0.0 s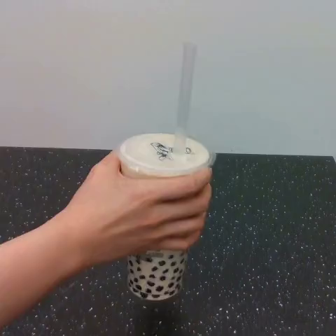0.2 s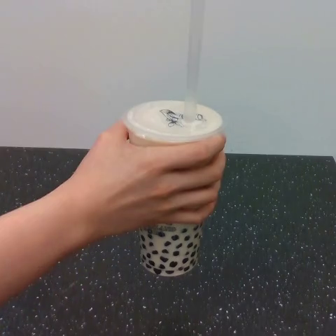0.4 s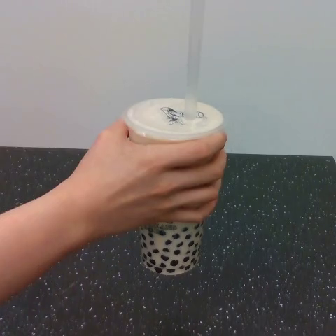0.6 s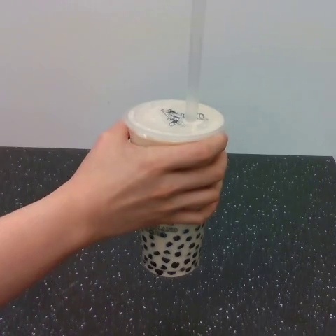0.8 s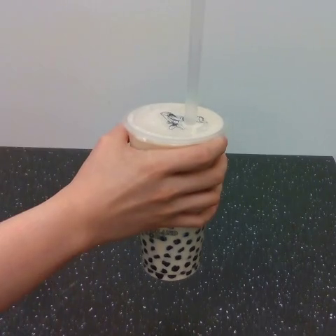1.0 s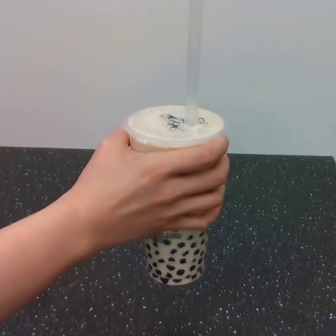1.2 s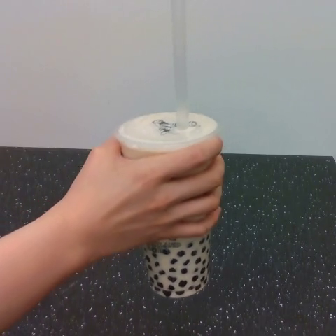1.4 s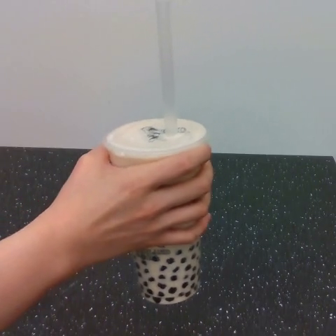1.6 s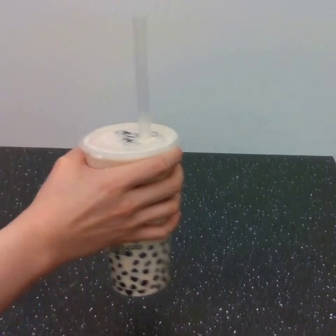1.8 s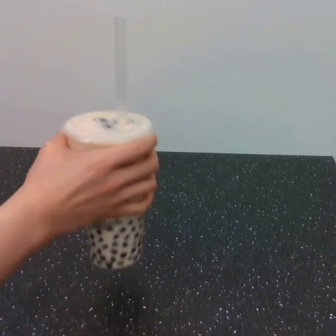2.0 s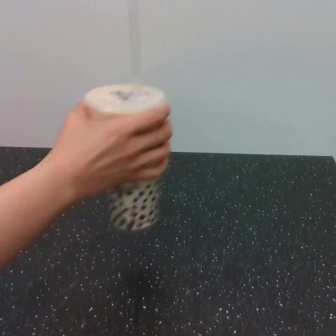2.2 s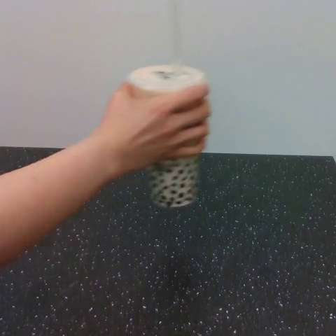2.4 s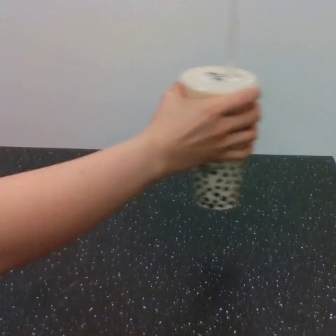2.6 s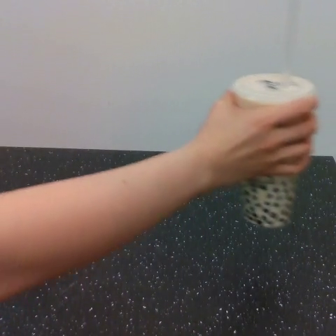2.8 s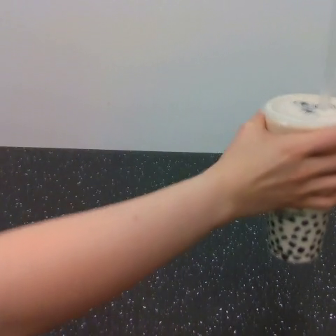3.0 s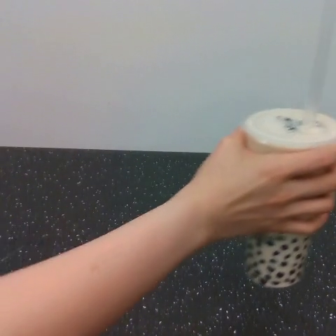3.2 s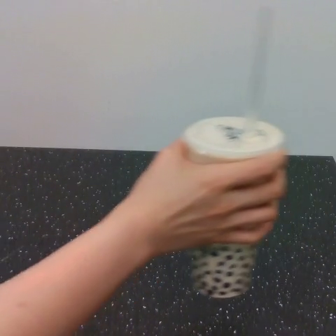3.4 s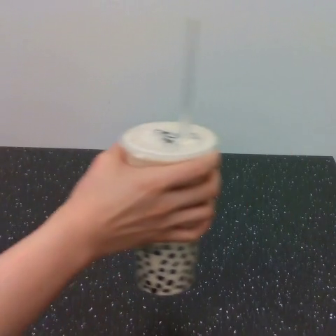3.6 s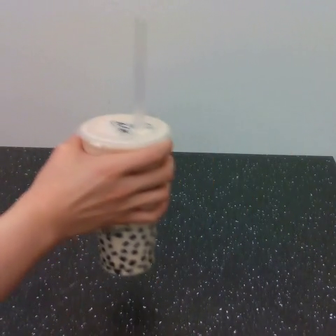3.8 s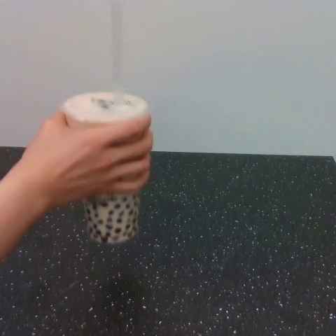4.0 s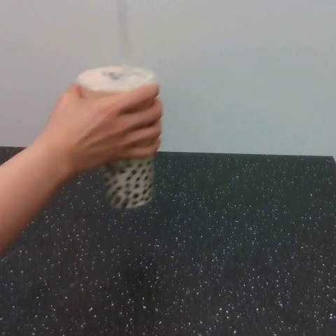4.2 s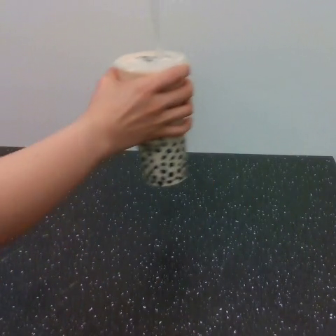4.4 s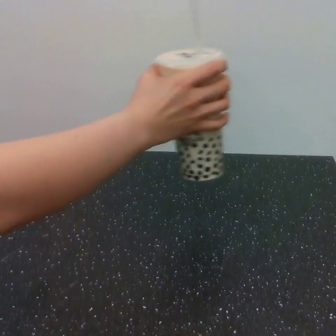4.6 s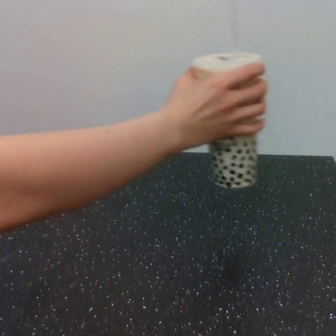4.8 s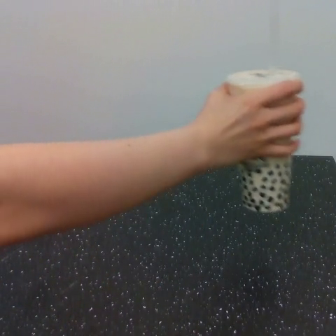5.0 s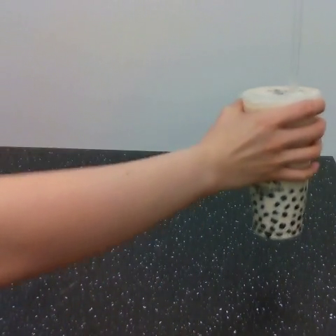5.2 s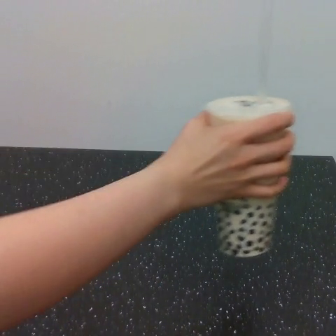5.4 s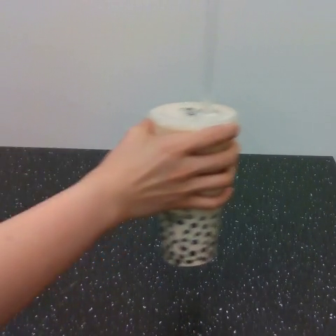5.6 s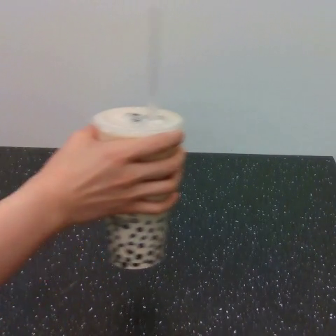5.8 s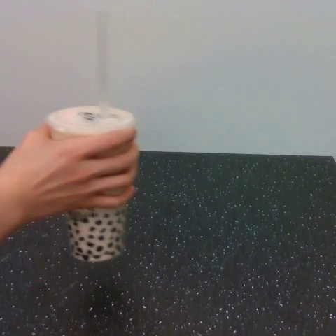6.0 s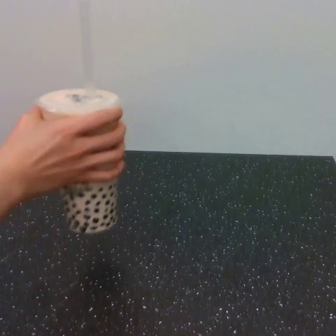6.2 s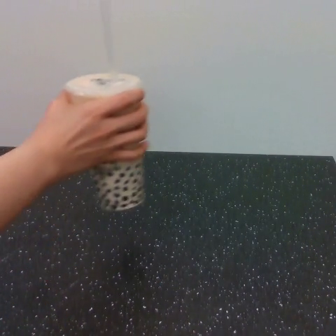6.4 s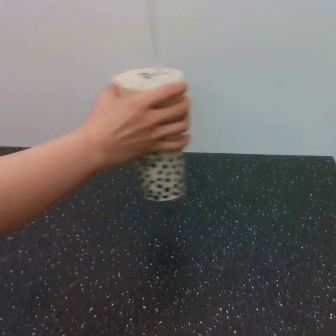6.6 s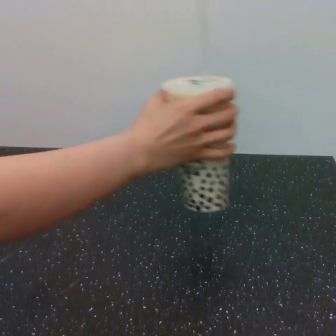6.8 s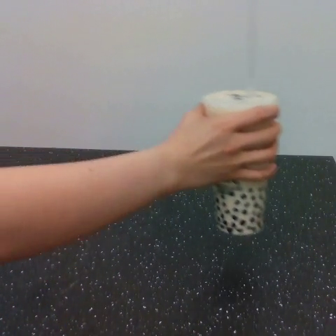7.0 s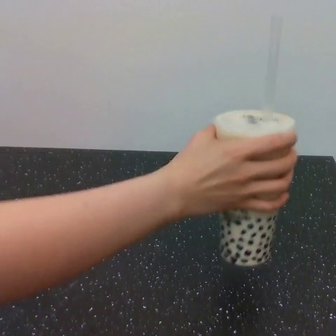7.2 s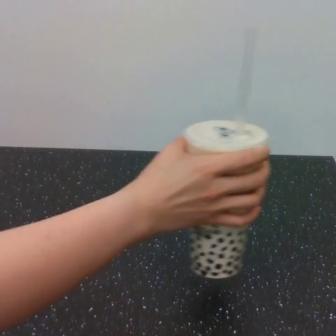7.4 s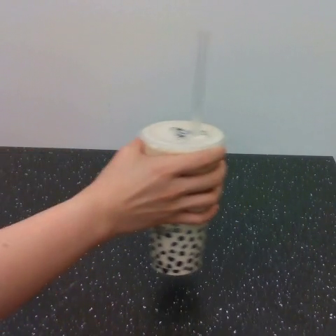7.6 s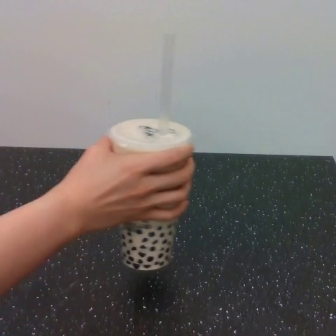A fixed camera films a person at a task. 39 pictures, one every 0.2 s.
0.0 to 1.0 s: The hand goes upward.
1.0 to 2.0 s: The hand goes to the left and upward, then upward, on a clockwise arc.
2.0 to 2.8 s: The hand goes to the right, on a clockwise arc.
2.8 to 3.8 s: The hand goes to the left, on a clockwise arc.
3.8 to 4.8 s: The hand goes to the right, on a clockwise arc.
4.8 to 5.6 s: The hand goes to the left and downward.
5.6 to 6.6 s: The hand goes to the right and upward, on a clockwise arc.
6.6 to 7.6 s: The hand goes downward and to the left, on a clockwise arc.
Task: shake the boba.
Motion: make 3 circular motions clockwise.
